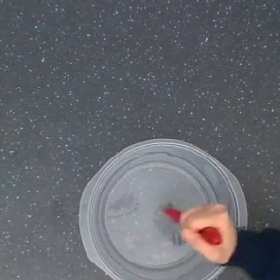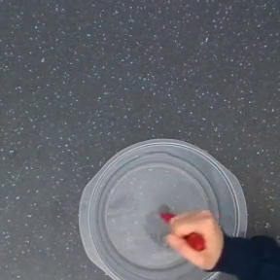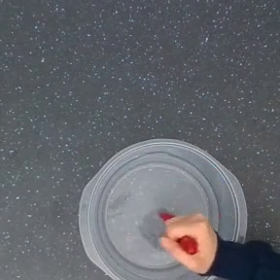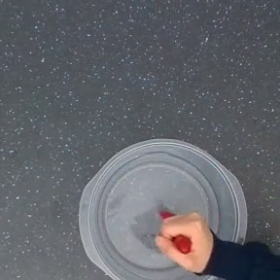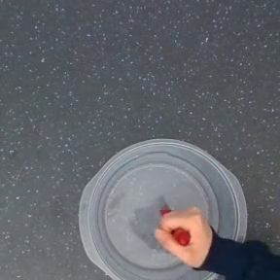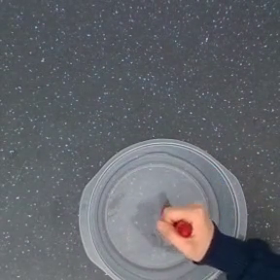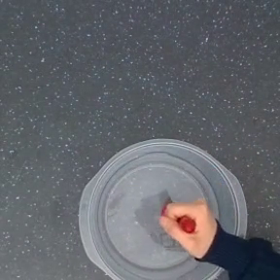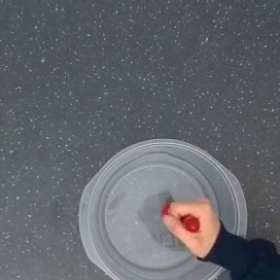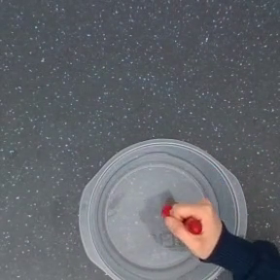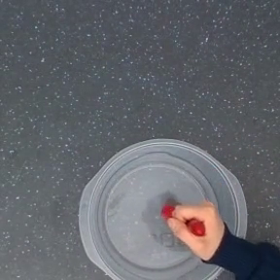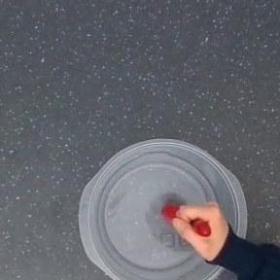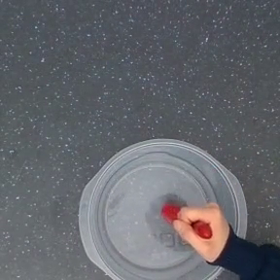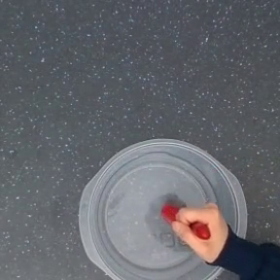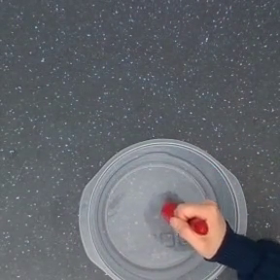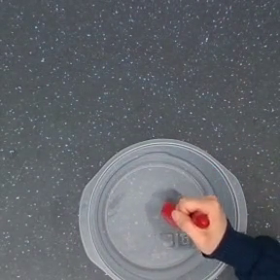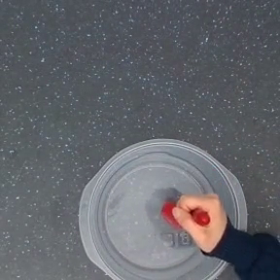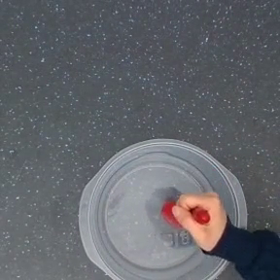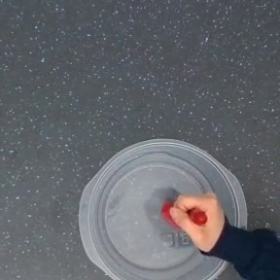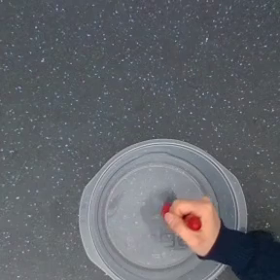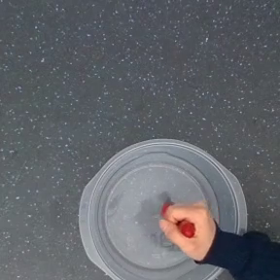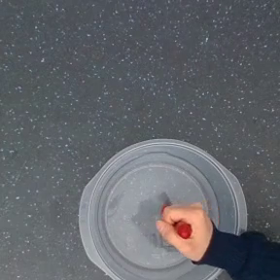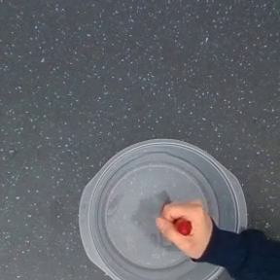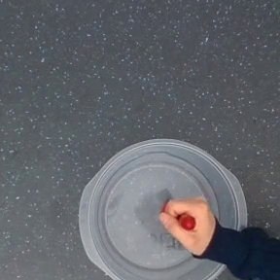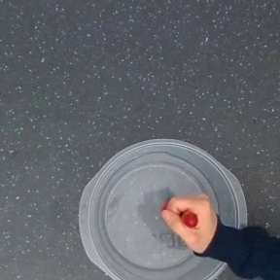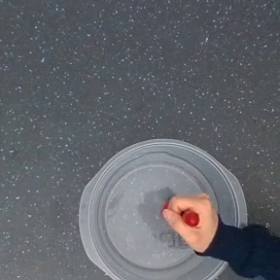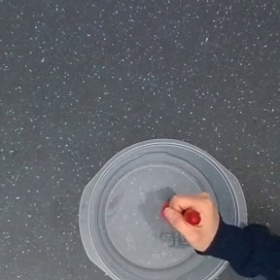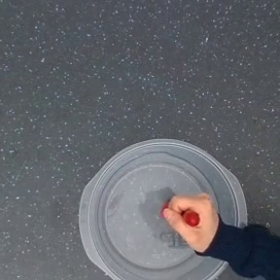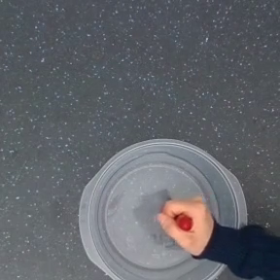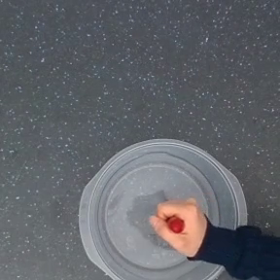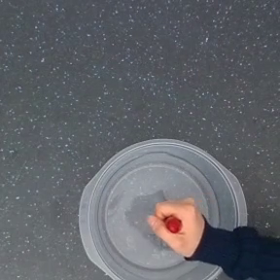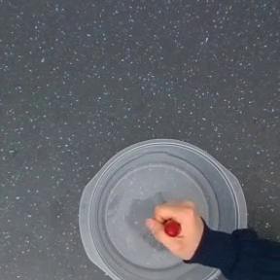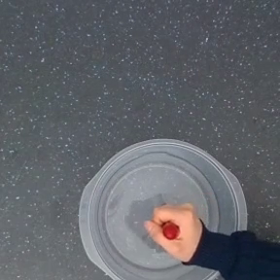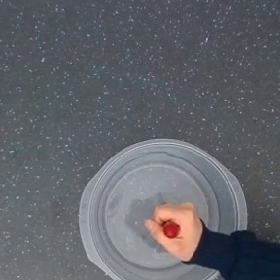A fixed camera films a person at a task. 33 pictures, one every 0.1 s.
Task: stir.
0.0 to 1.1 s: The hand goes to the left, then to the right and upward, on a clockwise arc.
1.1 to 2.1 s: The hand goes to the left.
2.1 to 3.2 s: The hand moves only a little.
